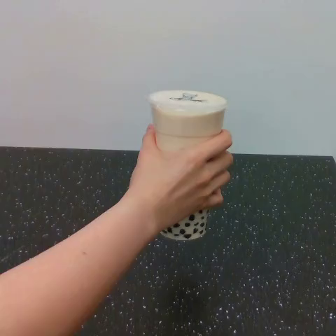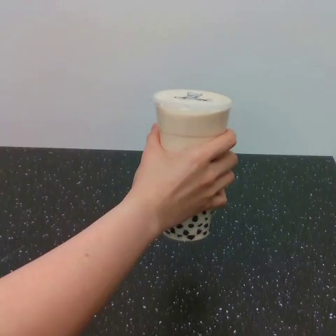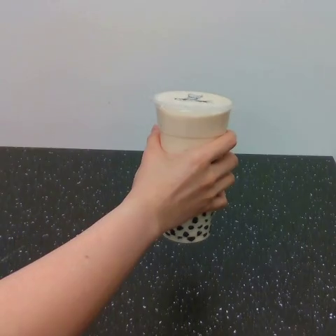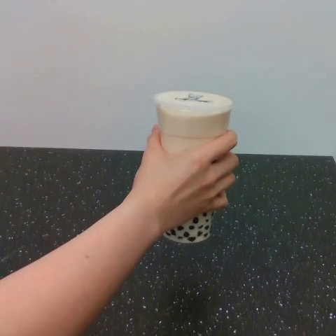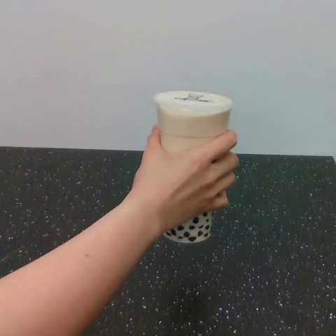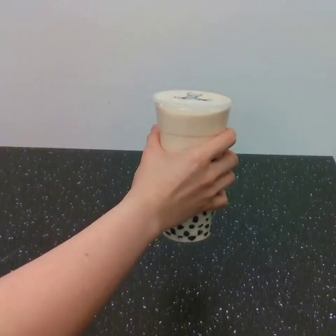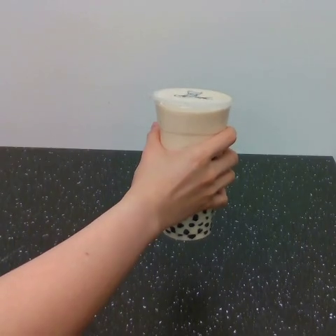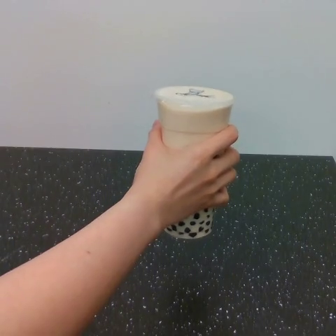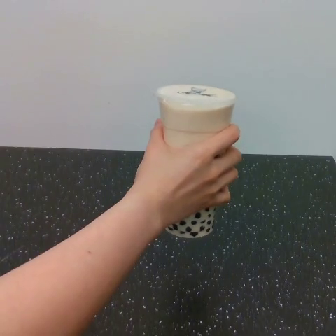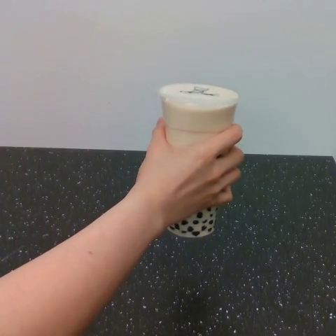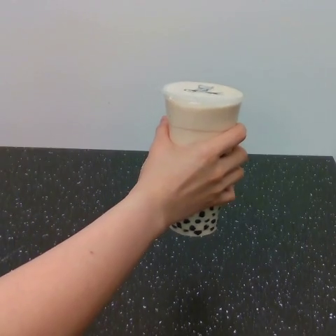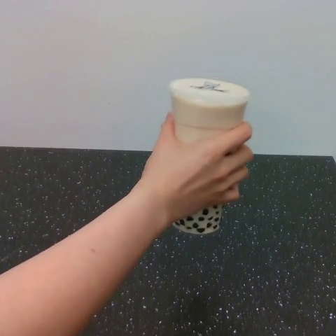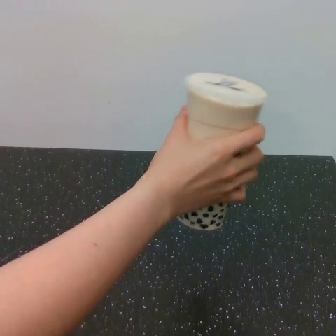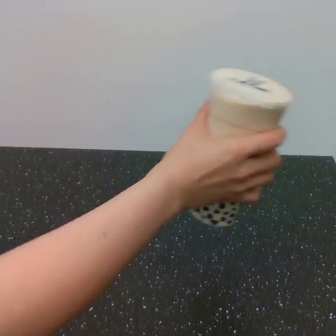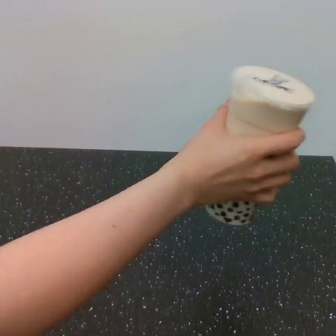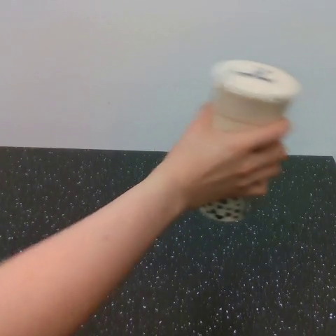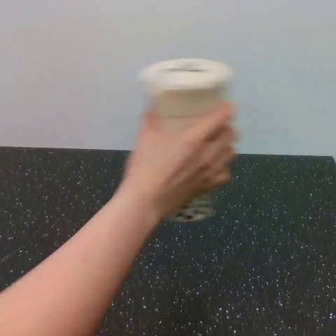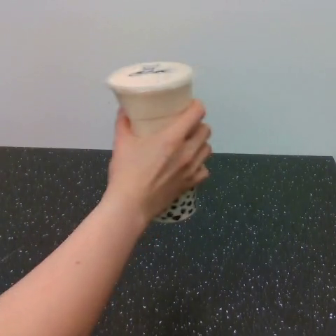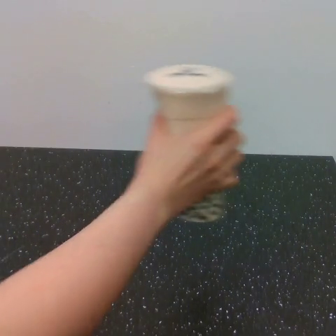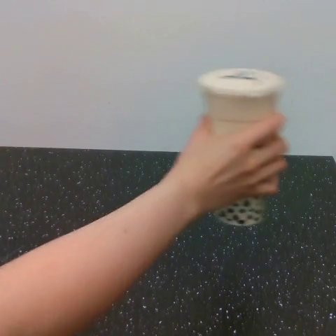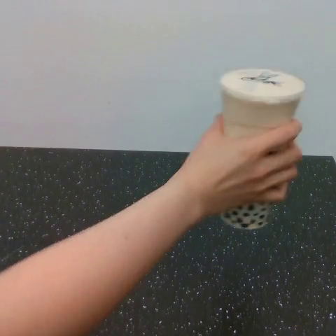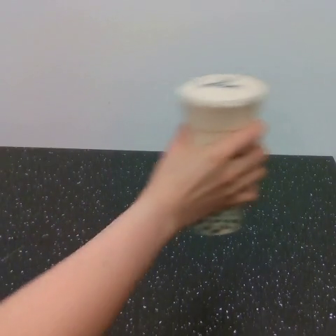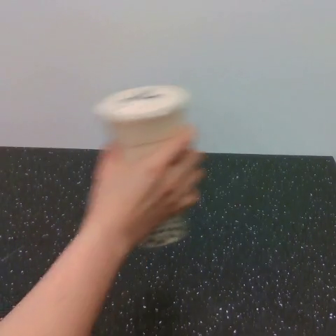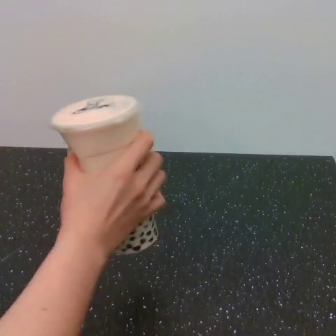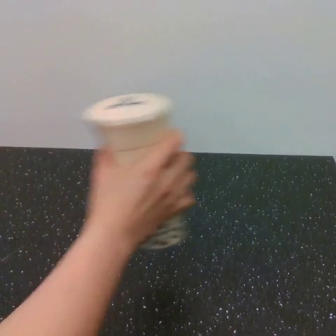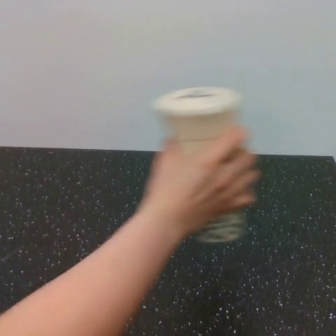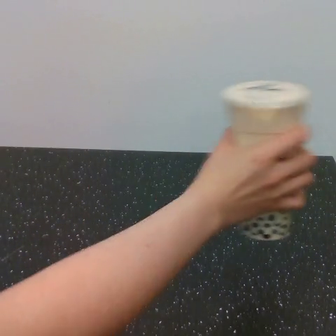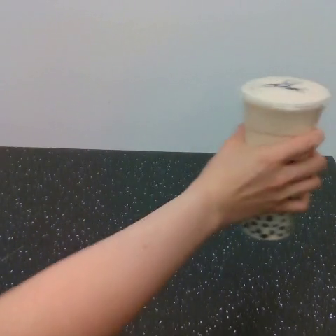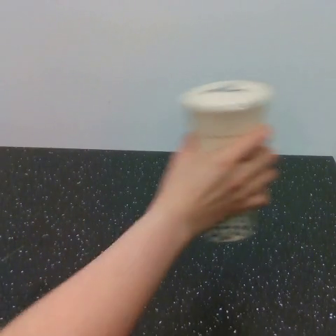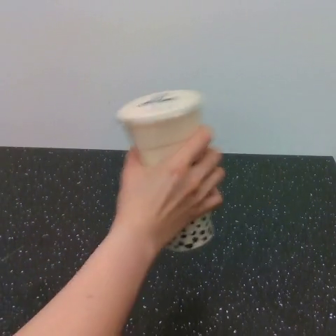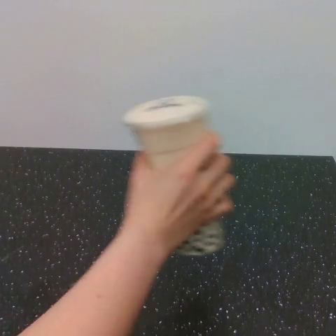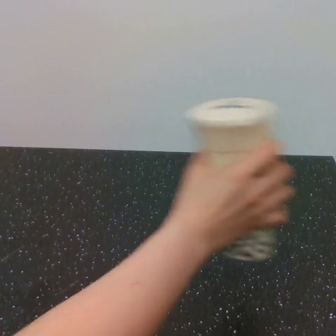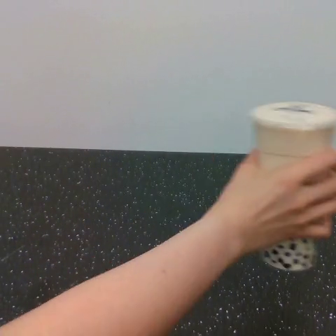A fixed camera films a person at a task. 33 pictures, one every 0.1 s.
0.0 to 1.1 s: The hand goes to the right.
1.1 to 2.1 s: The hand goes to the right, then to the left.
2.1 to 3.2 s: The hand goes to the left, then to the right.
Task: shake the boba.
